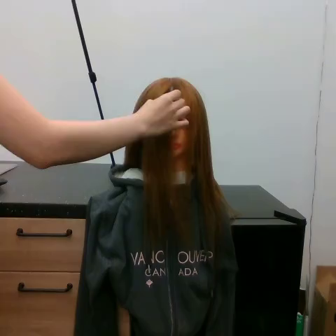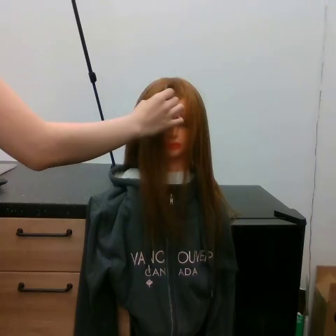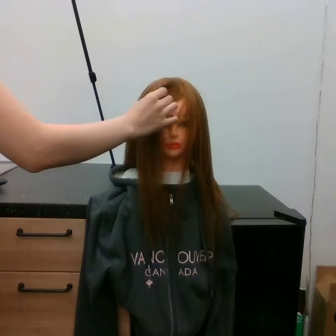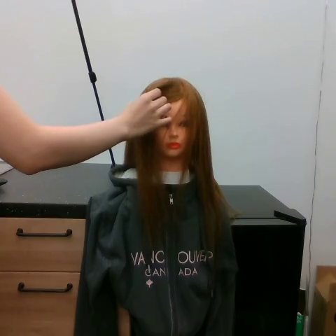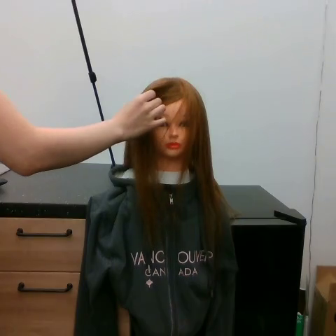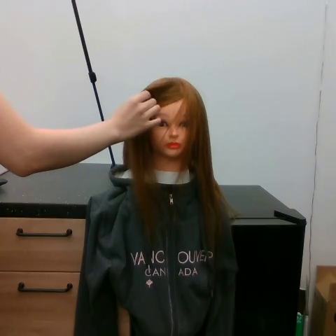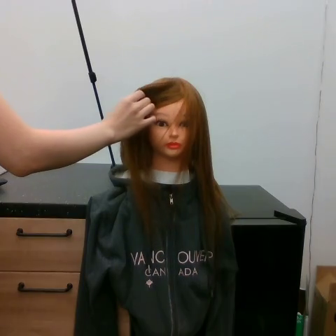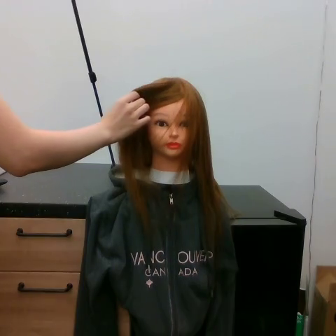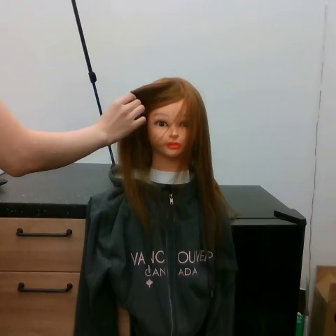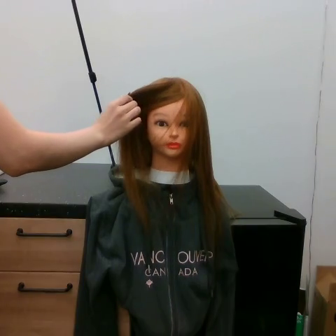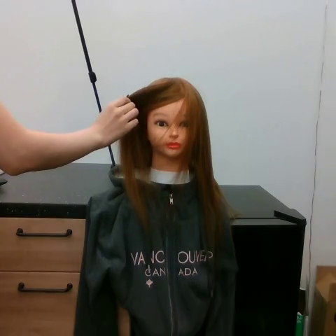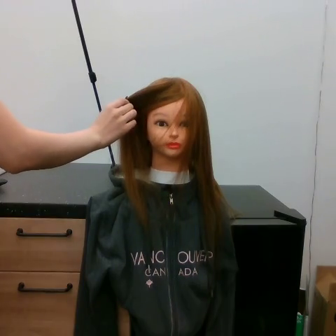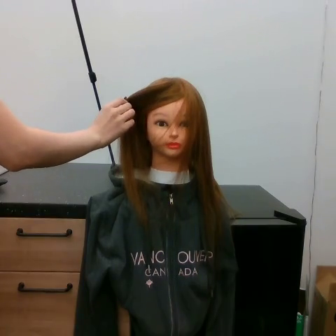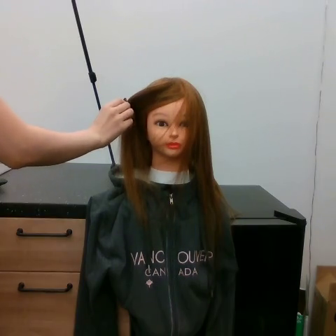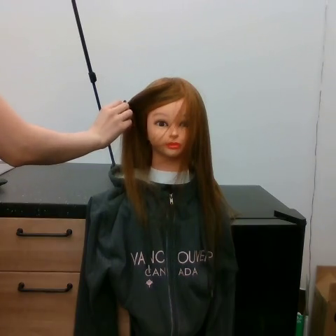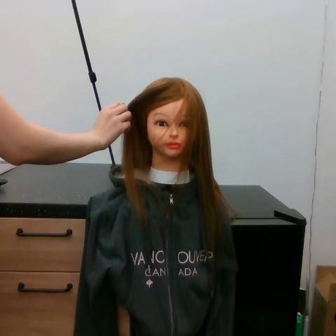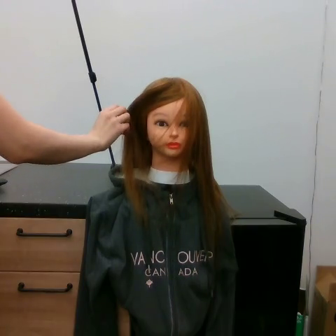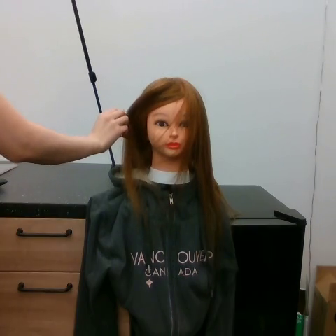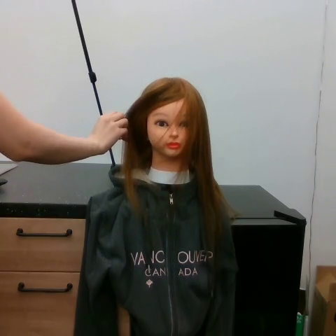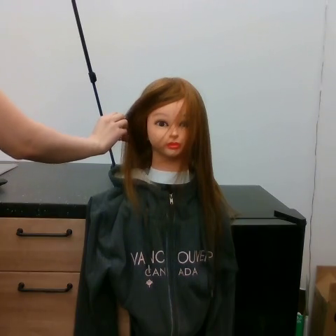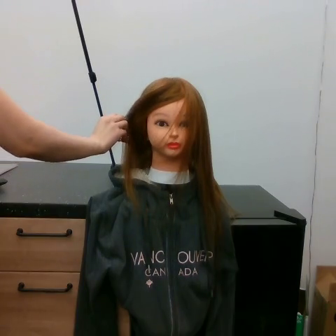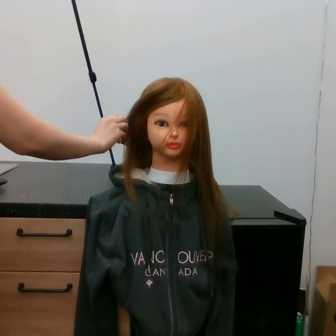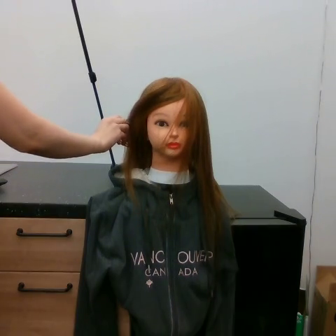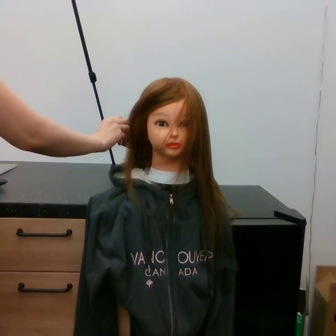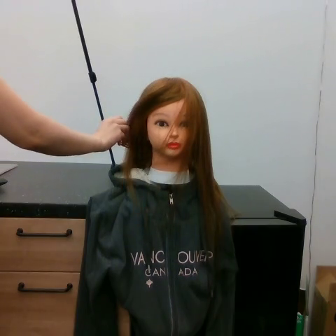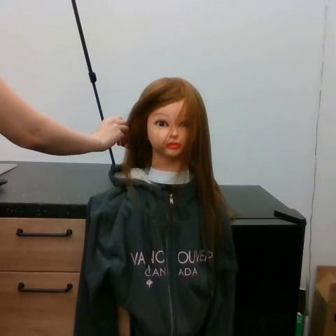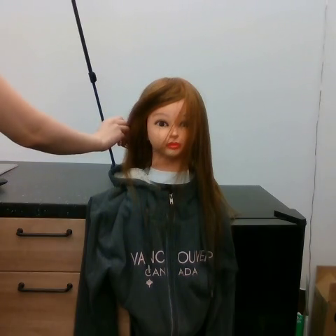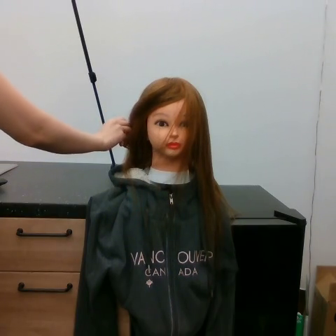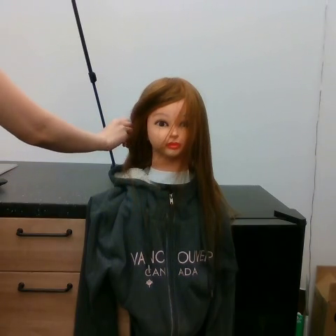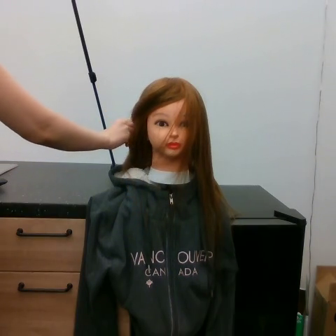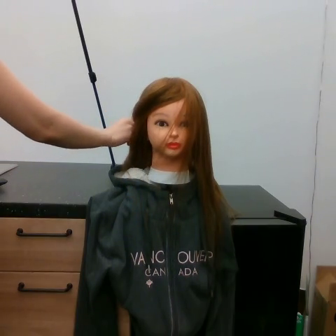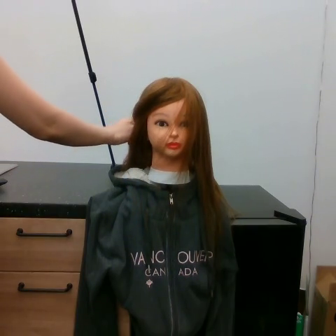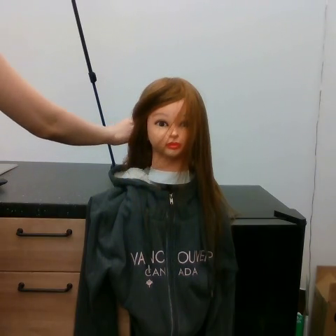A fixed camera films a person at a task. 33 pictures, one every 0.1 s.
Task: part hair.
0.0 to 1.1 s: The hand goes to the left.
1.1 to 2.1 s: The hand moves only a little.
2.1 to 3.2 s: The hand goes to the right.
